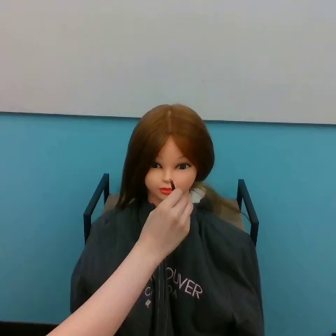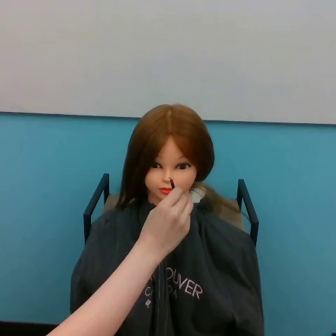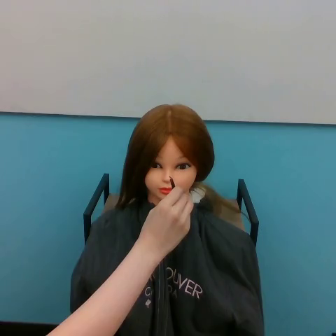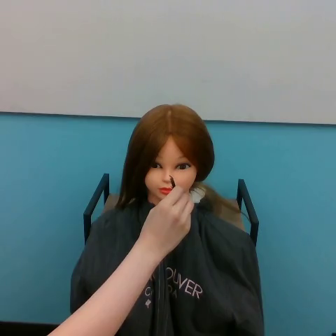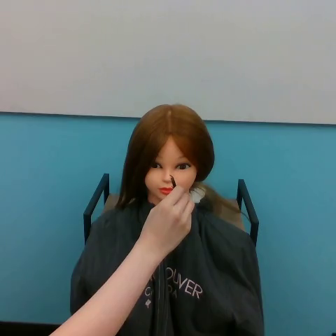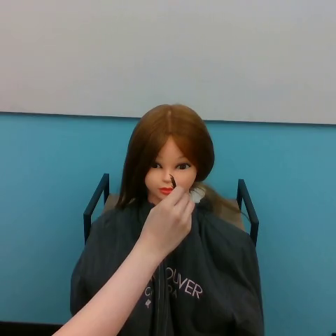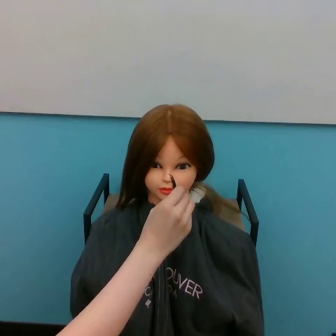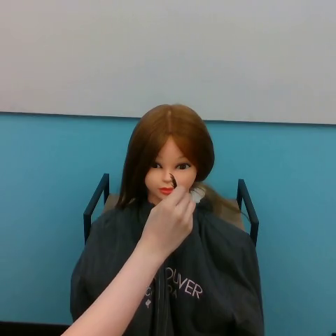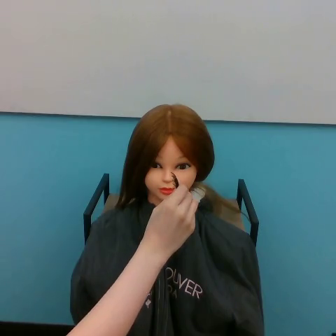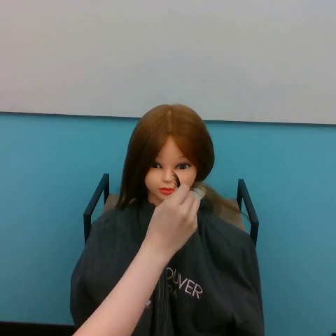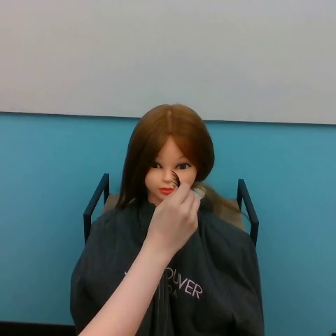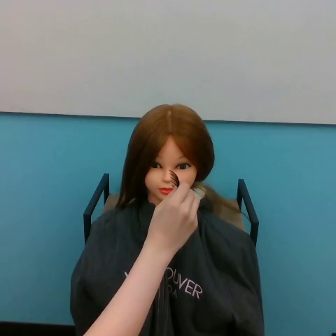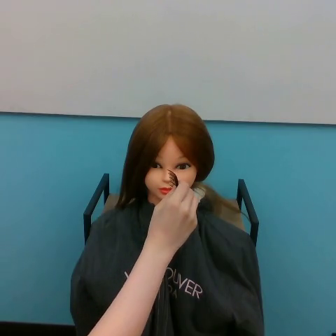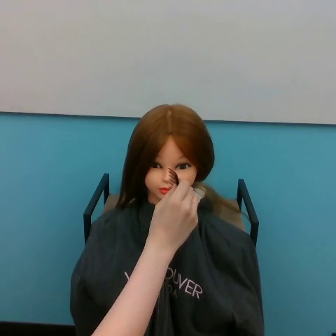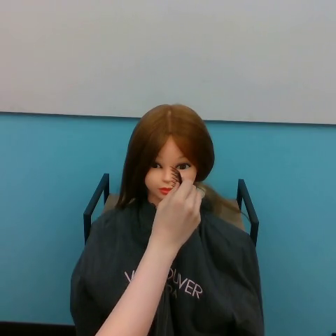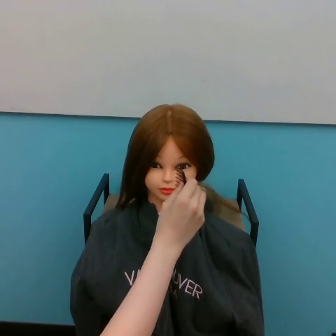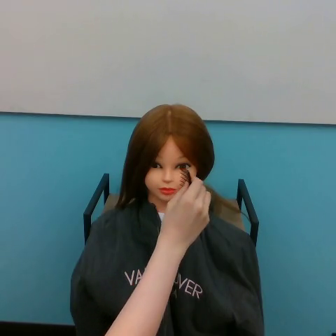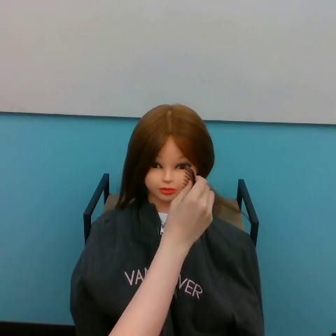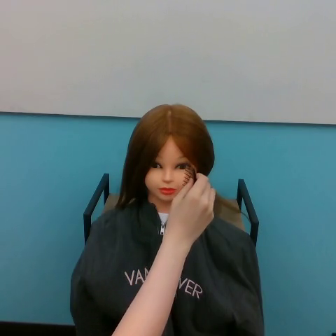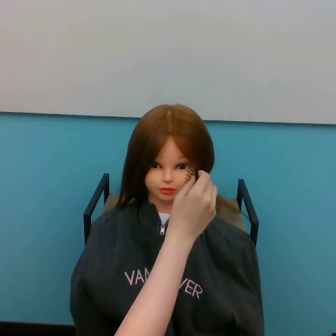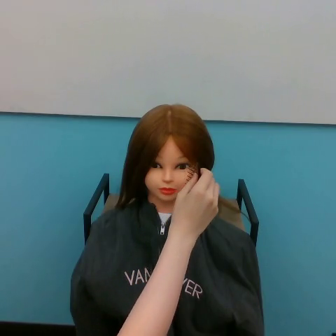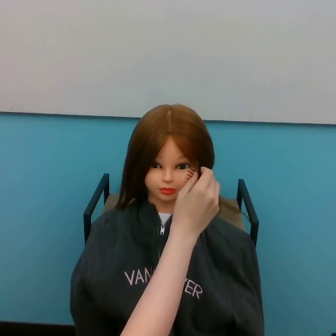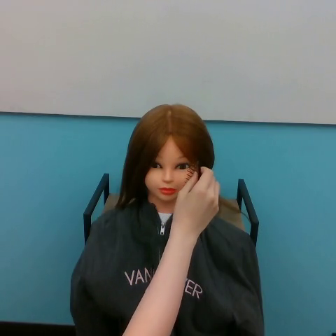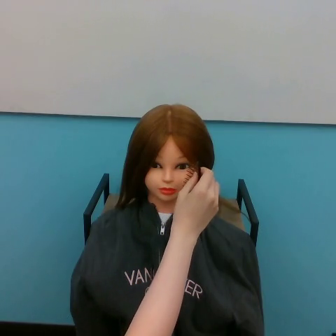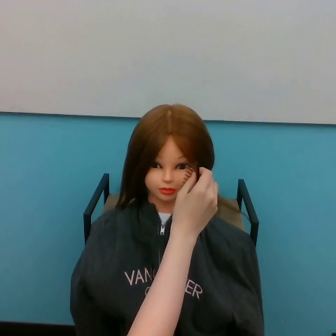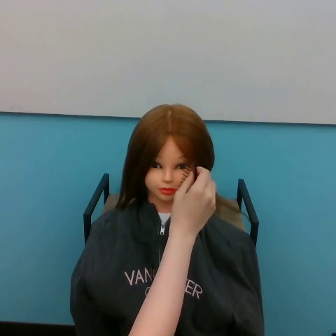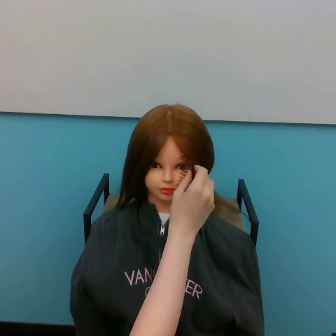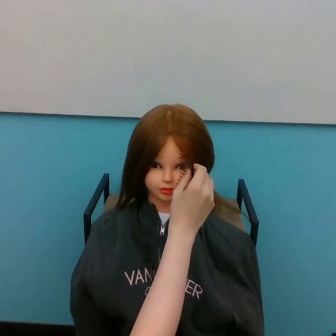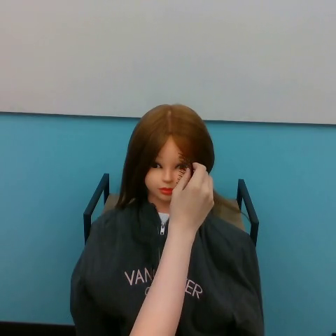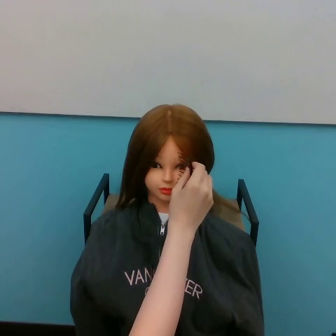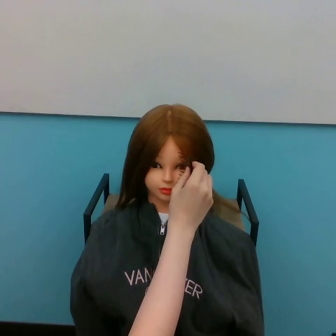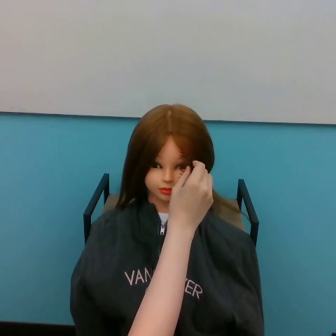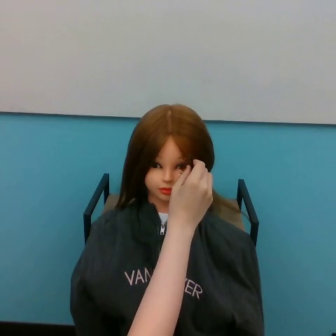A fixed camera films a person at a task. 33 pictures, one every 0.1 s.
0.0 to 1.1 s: The hand moves only a little.
1.1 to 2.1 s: The hand goes to the right and upward.
2.1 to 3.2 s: The hand moves only a little.
Task: part hair.
